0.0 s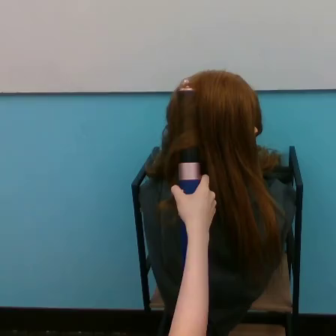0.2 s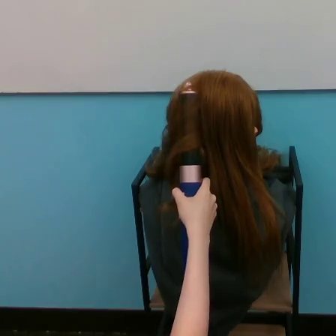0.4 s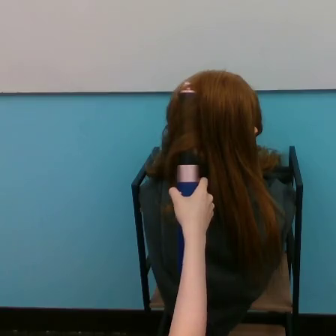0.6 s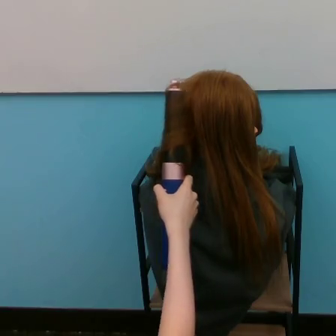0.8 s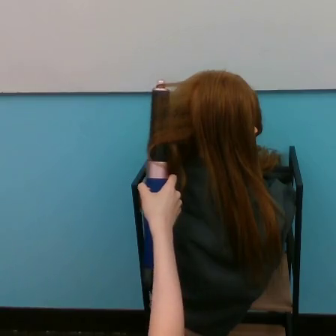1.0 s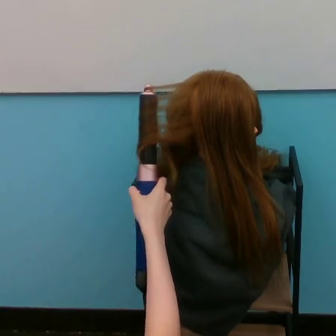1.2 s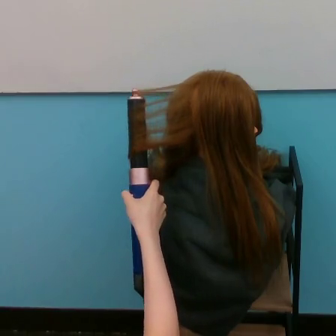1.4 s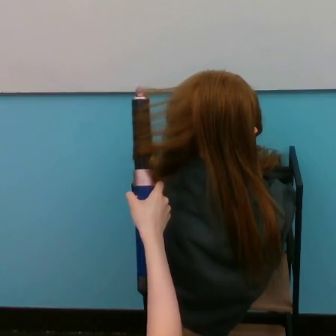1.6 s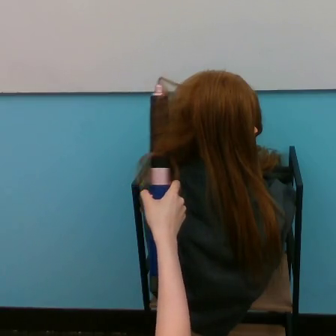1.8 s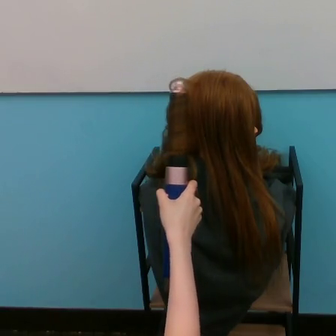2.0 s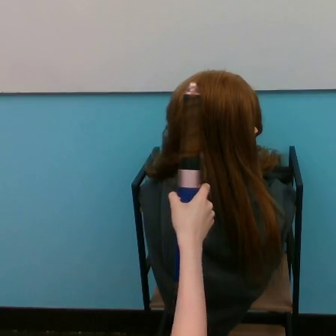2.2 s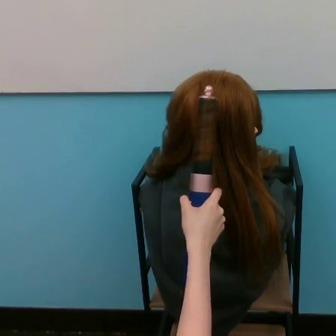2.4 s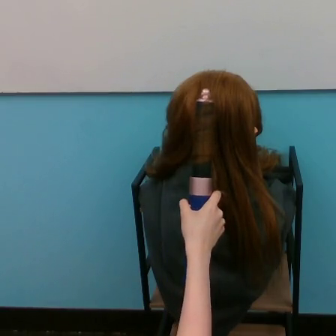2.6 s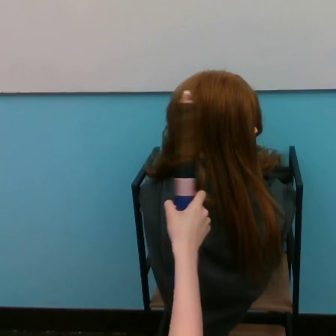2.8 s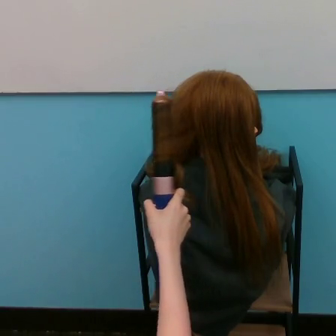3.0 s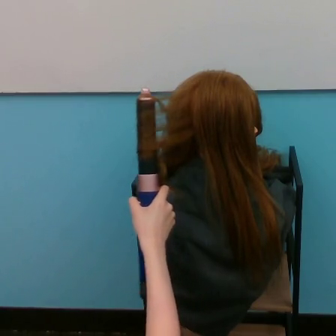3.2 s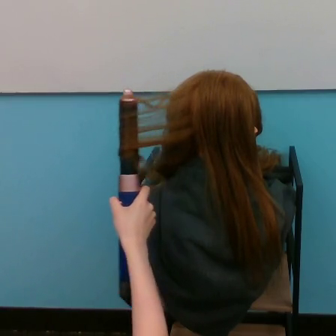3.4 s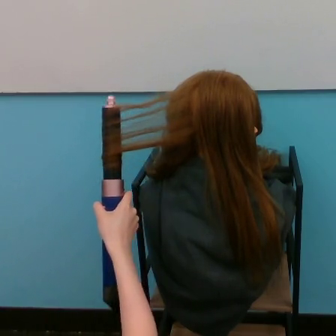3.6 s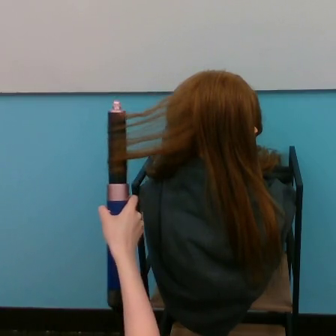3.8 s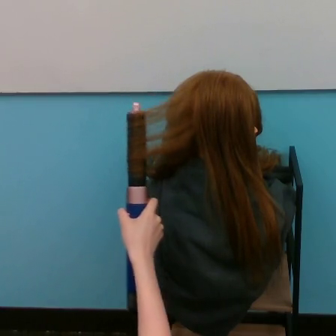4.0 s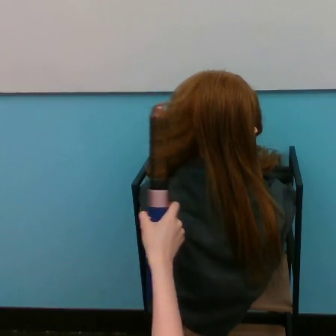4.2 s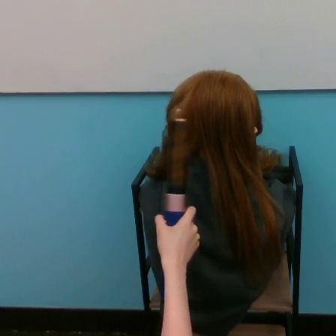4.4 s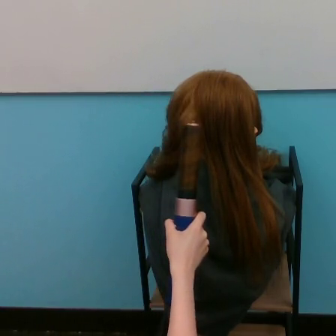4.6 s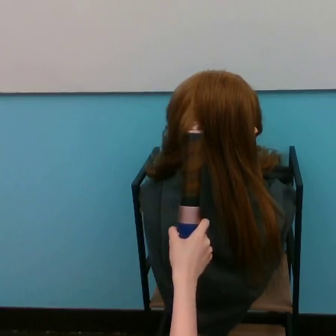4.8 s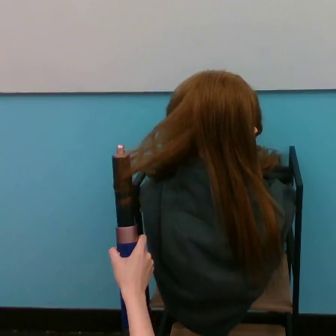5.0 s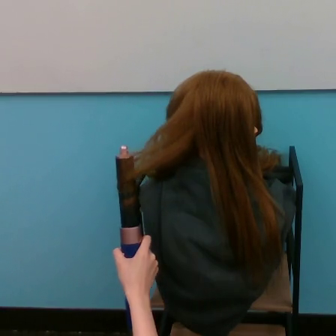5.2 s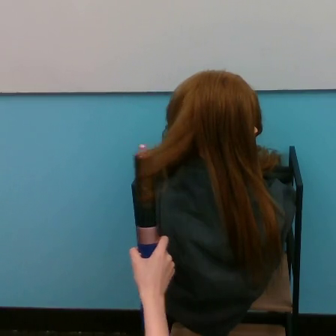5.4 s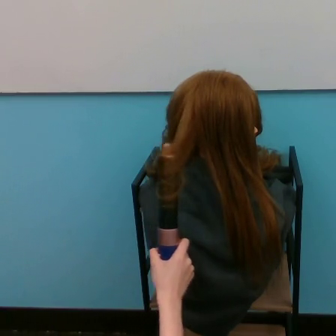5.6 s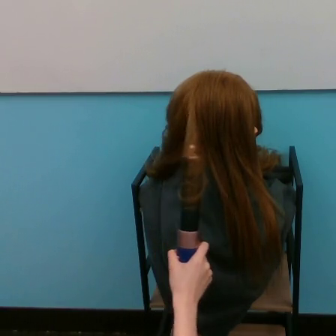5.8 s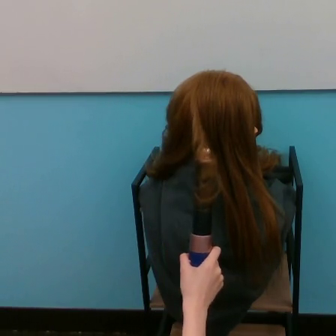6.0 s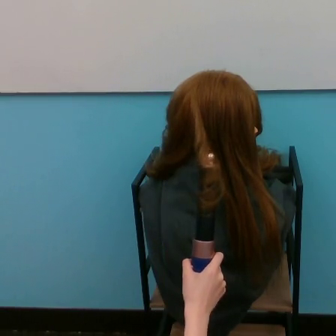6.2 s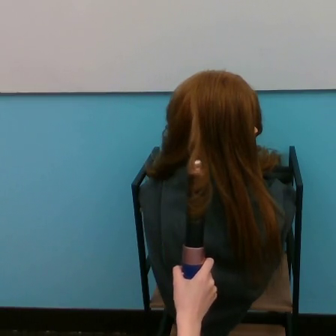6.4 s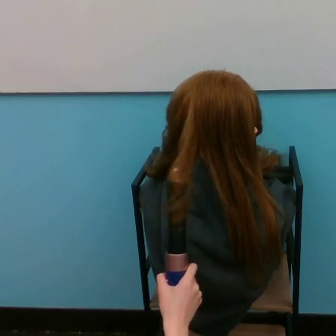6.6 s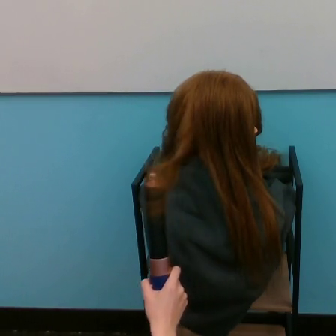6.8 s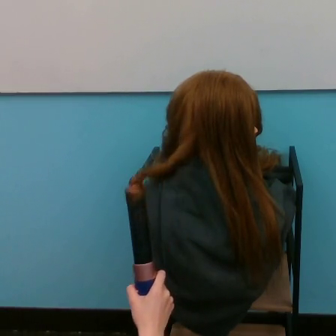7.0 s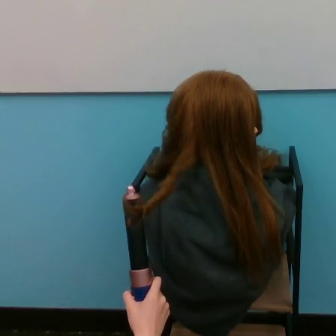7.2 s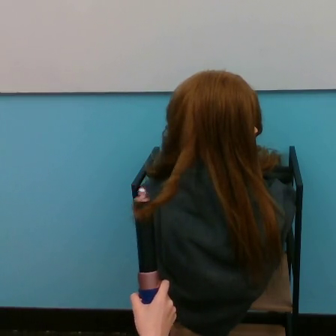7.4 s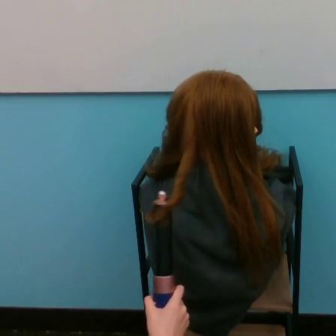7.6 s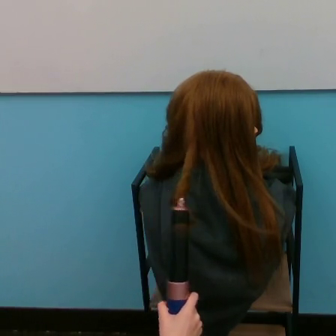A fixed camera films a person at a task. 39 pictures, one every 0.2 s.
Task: curl hair.
Motion: move downward, making horizontal oscillations to the left and to the right.
0.0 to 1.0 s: The hand goes to the left.
1.0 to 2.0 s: The hand goes to the right.
2.0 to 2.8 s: The hand goes to the left.
2.8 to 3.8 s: The hand goes to the left, then to the right.
3.8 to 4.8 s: The hand goes to the right and downward, then to the left.
4.8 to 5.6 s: The hand goes to the right.
5.6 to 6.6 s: The hand goes to the left and downward, on a clockwise arc.
6.6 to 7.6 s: The hand goes to the left, then to the right, on a counterclockwise arc.
